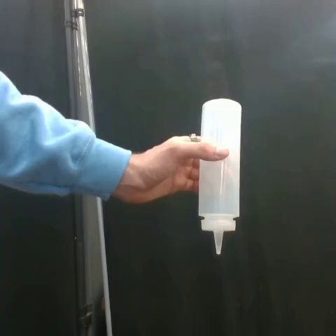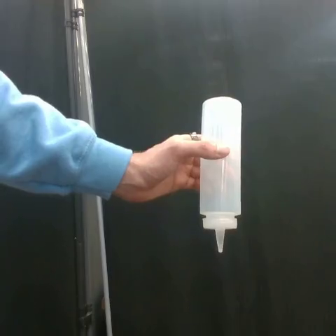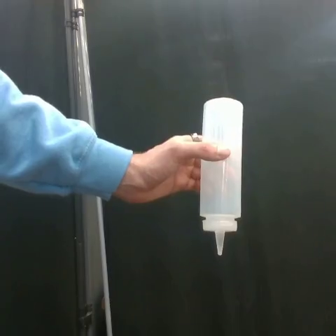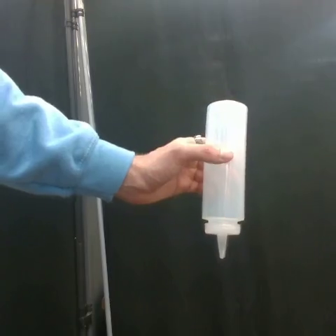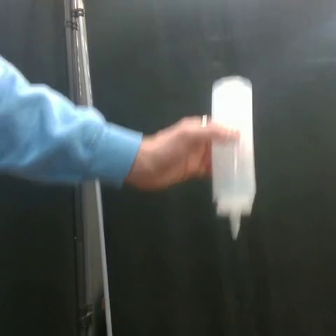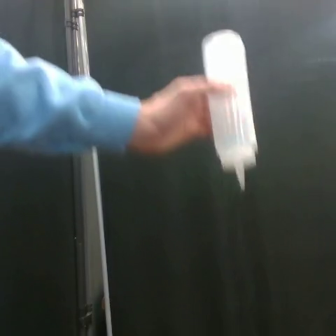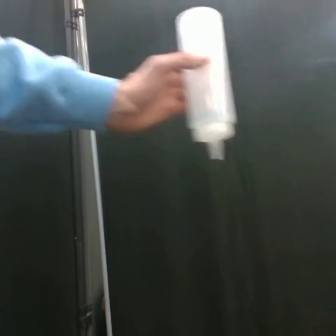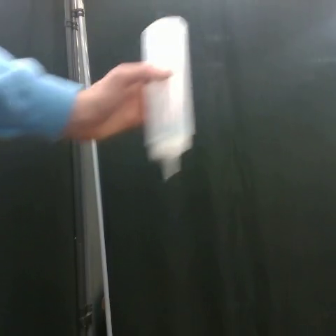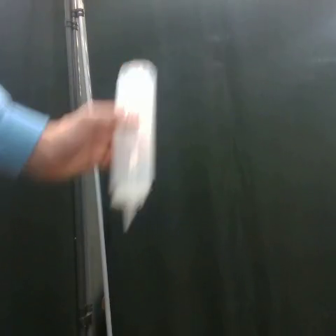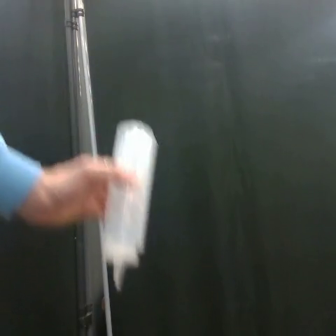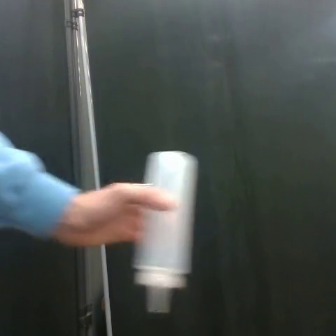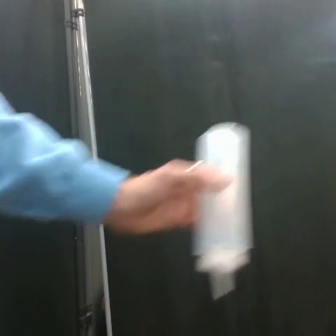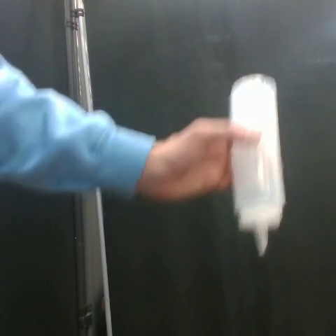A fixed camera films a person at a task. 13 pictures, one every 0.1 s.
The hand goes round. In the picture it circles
counterclockwise.
0.0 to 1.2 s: The hand goes upward and to the left, then to the right and downward, on a counterclockwise arc.
In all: It circles counterclockwise, turning through about 360 degrees.
Task: shake the condiment dispenser.
Motion: make a circular motion counter-clockwise.
